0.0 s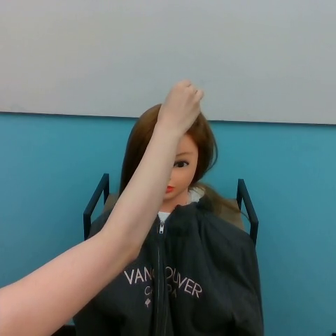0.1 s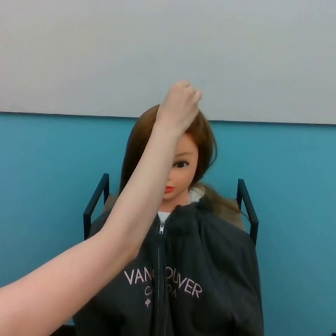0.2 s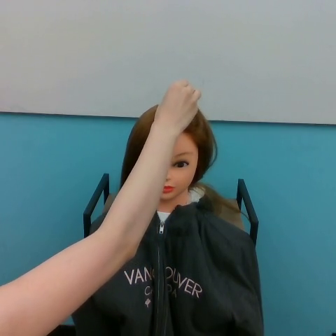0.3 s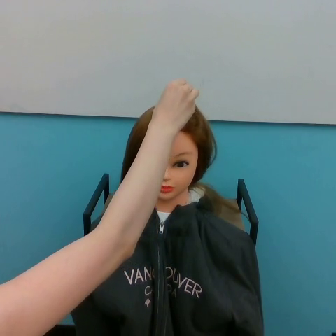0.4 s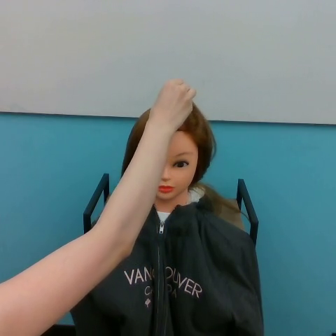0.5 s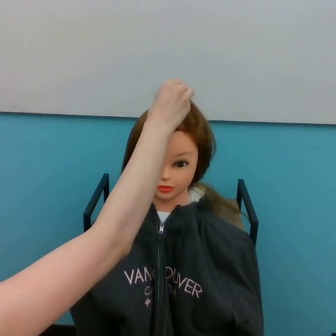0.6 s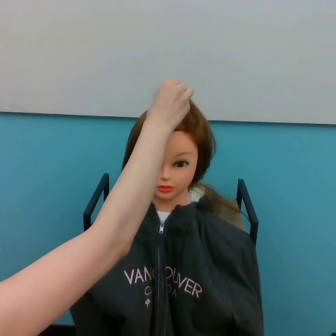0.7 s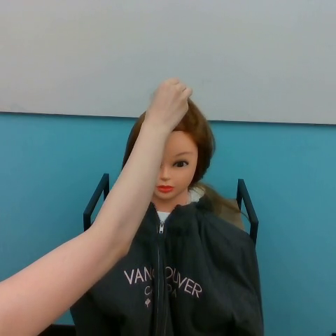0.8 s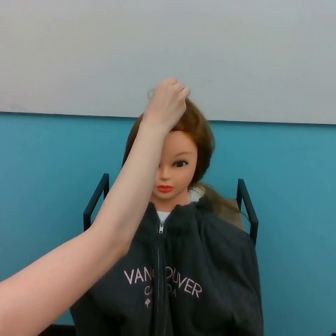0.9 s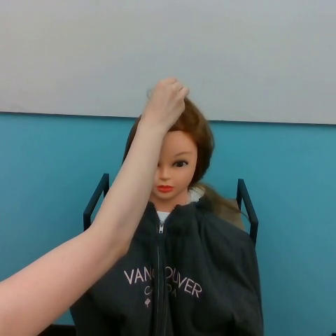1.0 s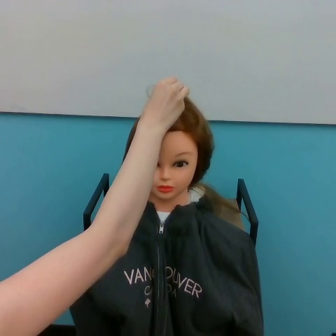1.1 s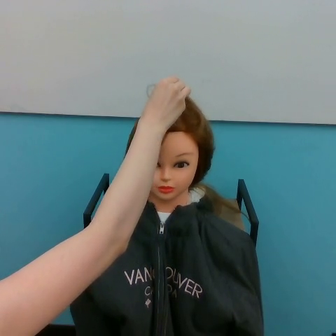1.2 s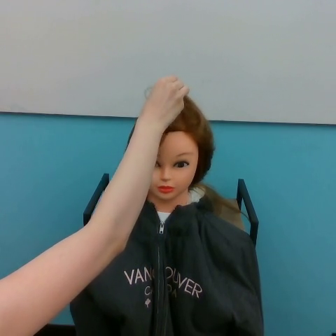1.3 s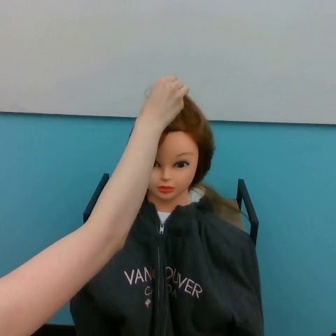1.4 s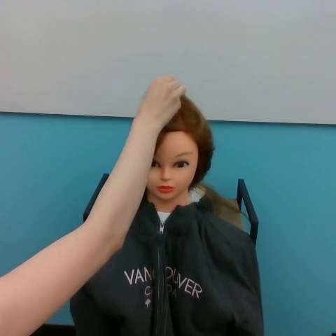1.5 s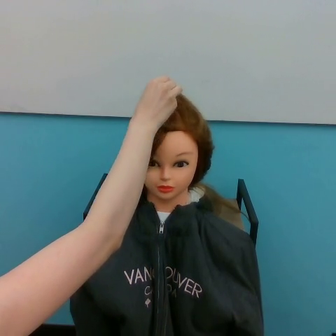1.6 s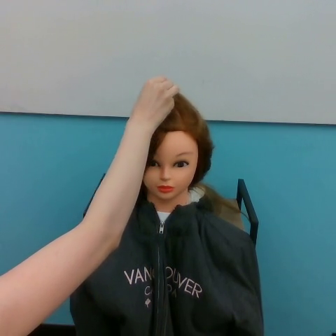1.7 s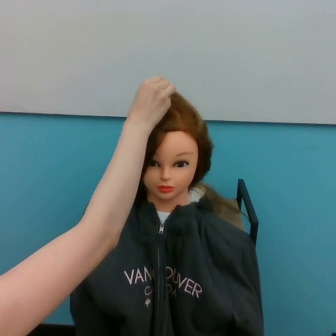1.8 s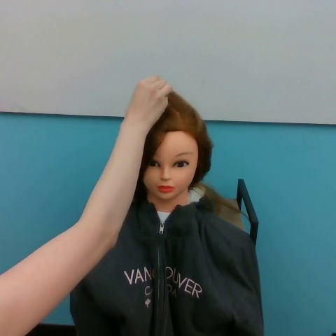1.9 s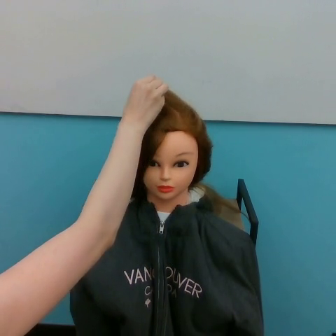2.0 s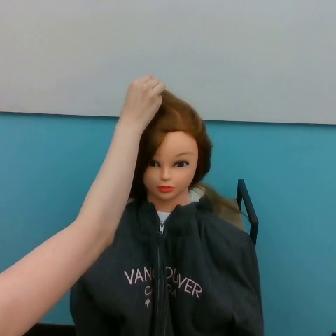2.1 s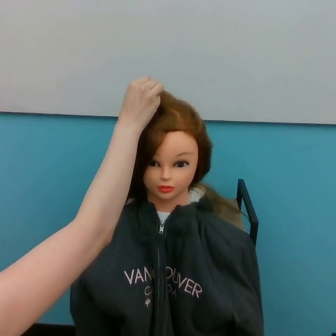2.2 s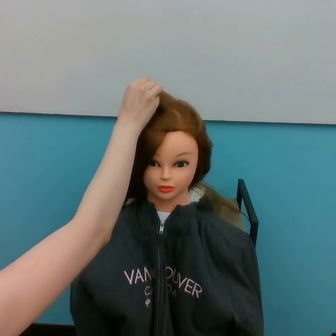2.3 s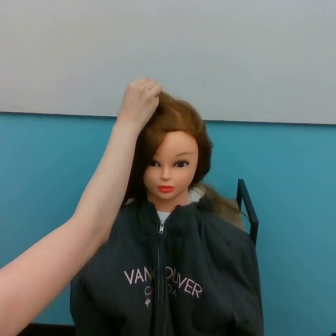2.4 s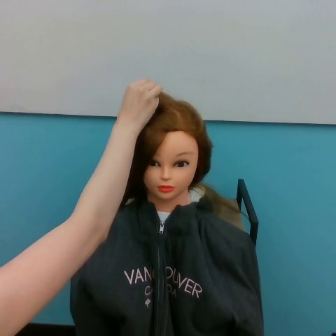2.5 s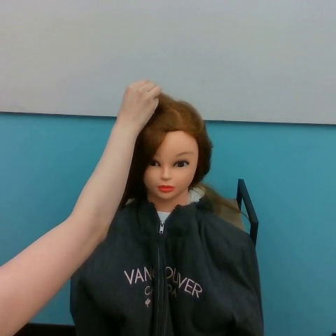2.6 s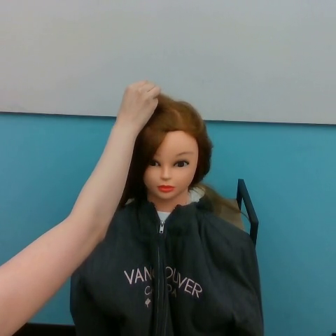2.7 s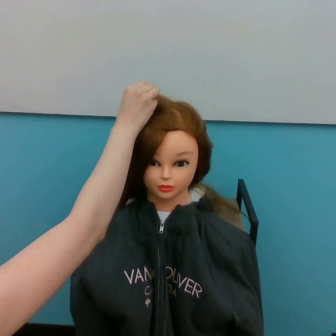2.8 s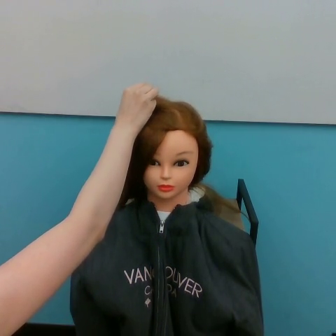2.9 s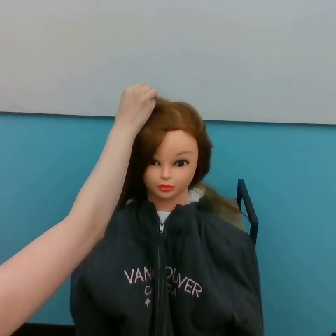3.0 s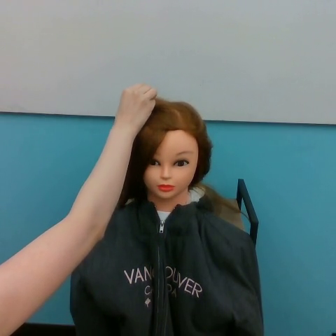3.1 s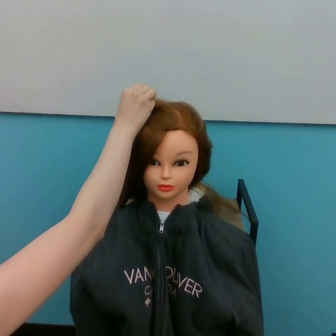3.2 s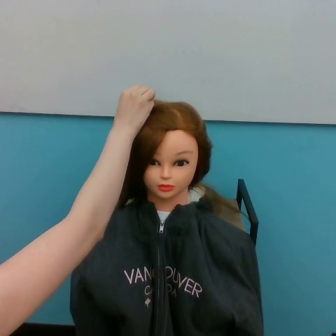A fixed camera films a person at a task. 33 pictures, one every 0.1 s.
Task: part hair.
0.0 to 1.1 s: The hand goes to the left.
1.1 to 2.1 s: The hand goes to the left.
2.1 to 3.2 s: The hand moves only a little.
